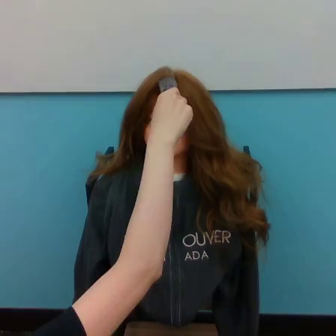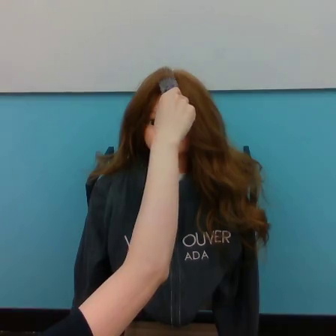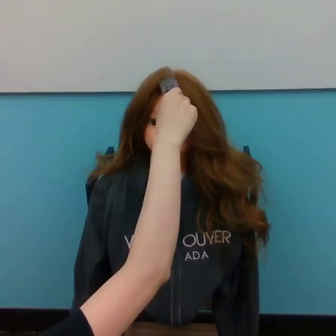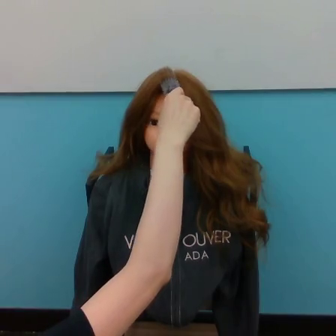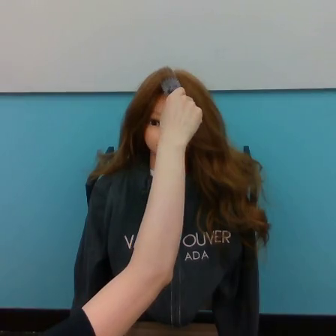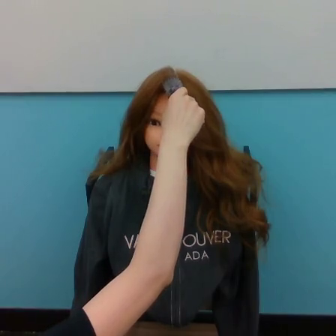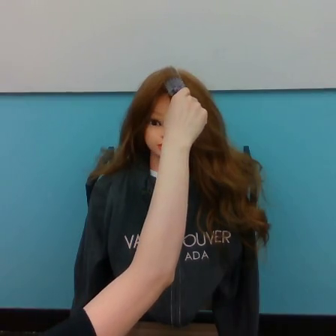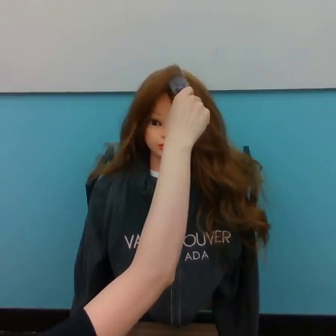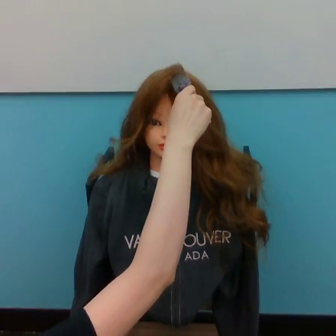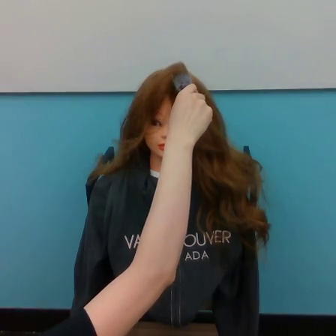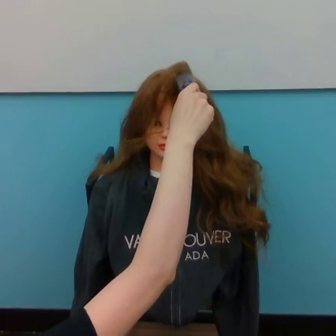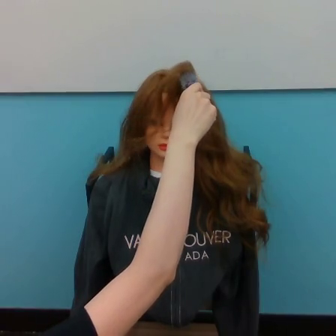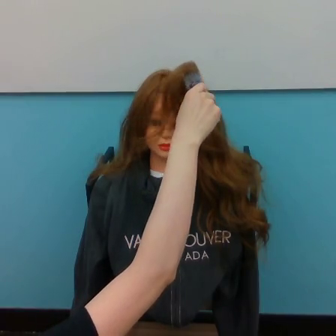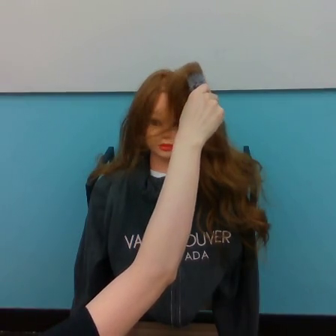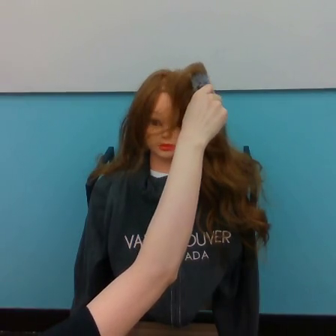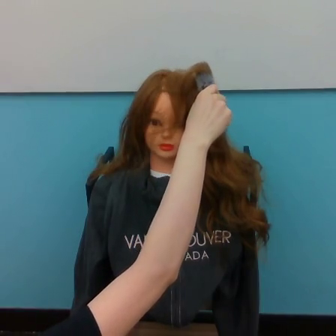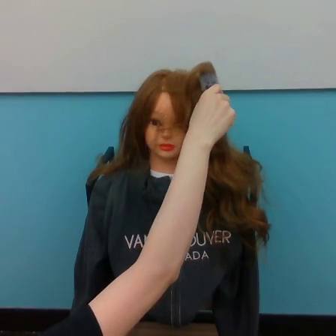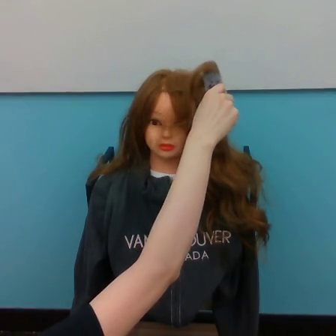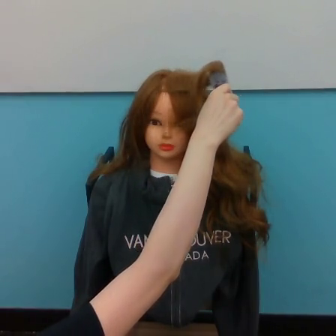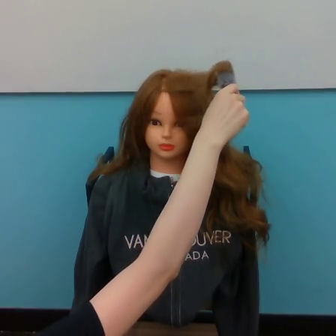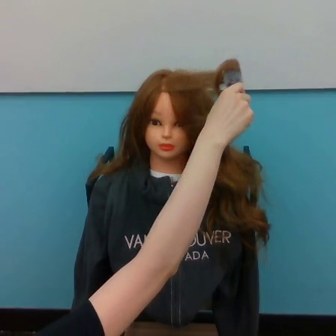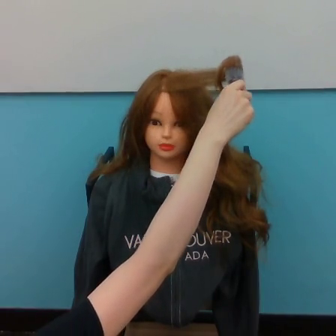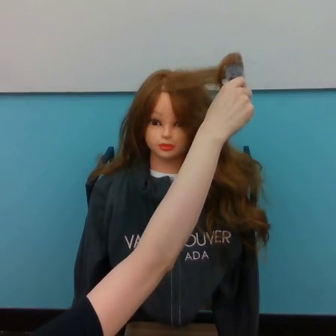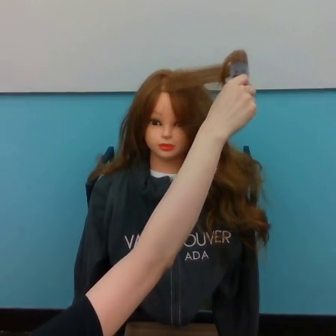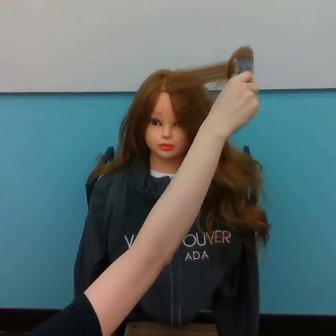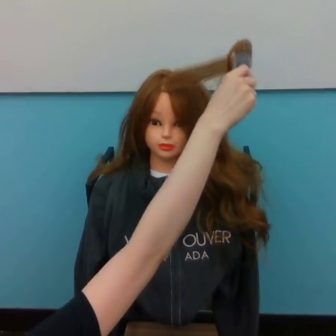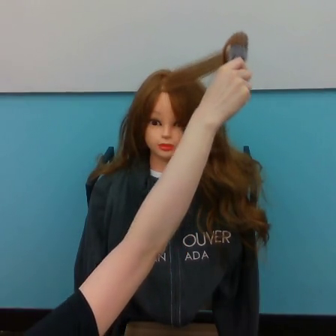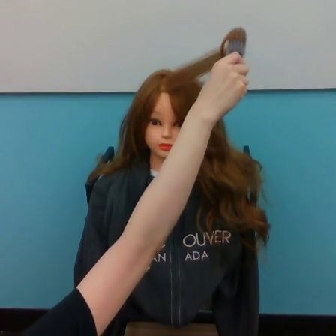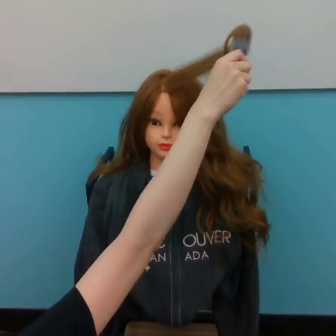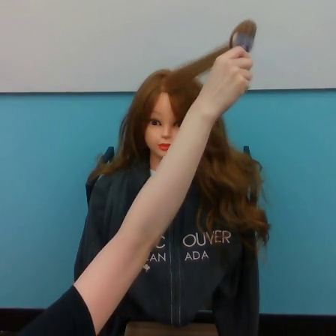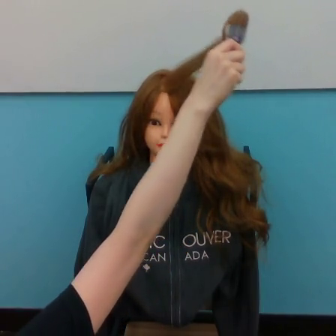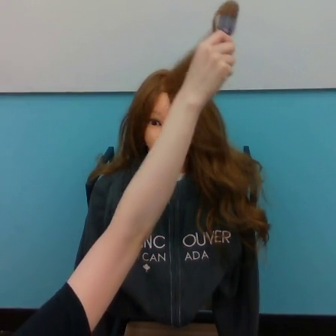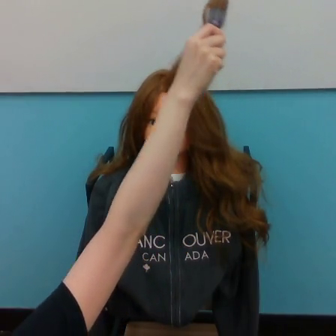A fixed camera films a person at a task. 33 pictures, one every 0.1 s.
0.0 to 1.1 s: The hand goes to the right.
1.1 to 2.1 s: The hand goes to the right.
2.1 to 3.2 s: The hand goes upward and to the left.
Task: volume hair.
